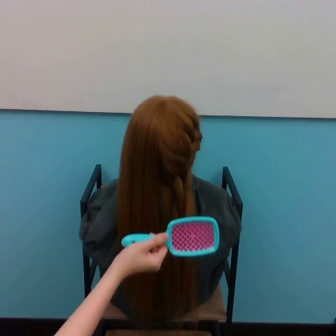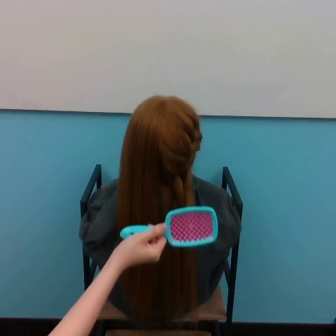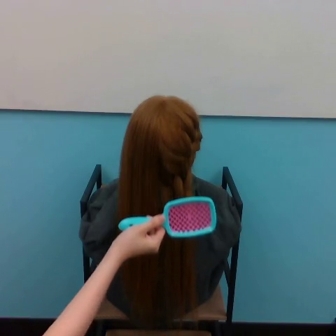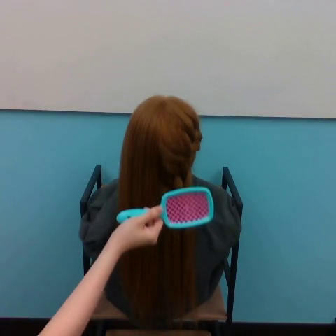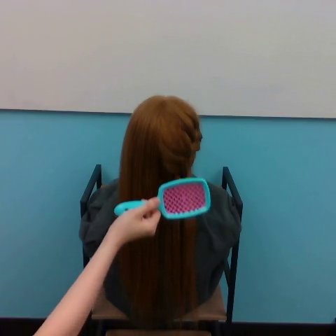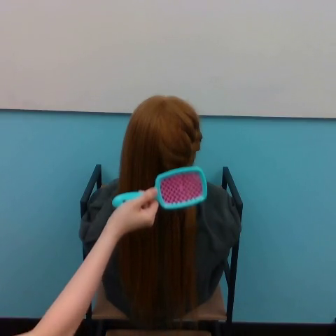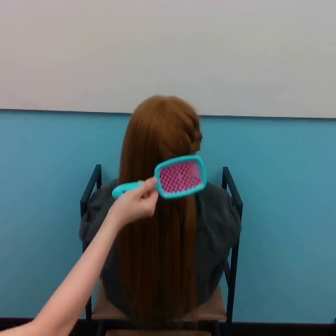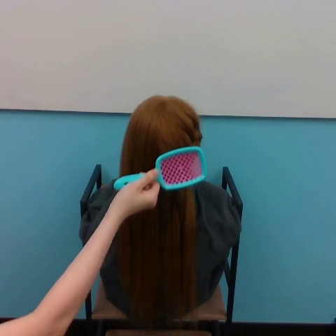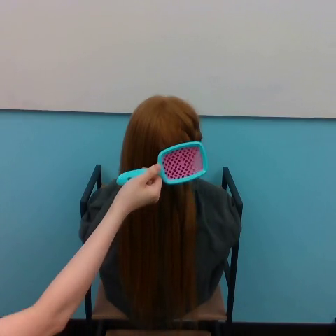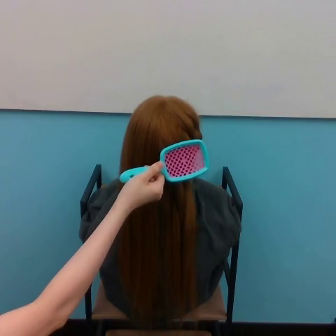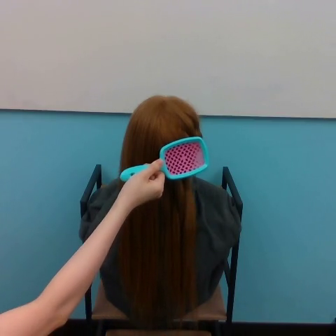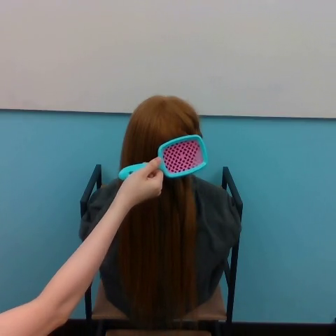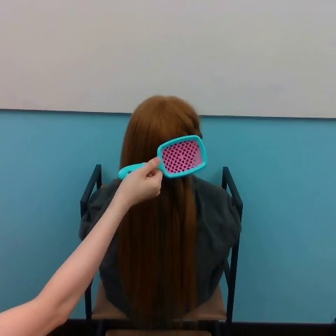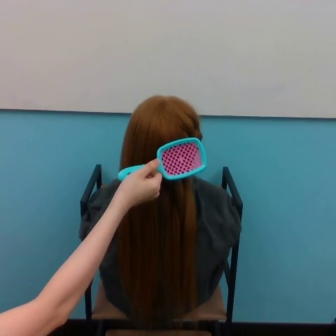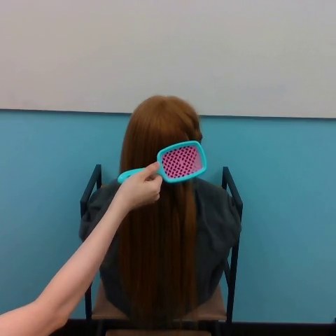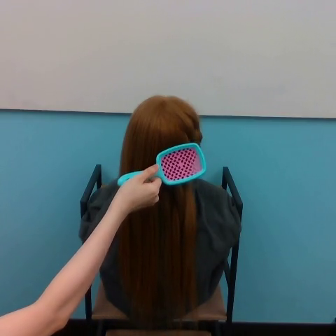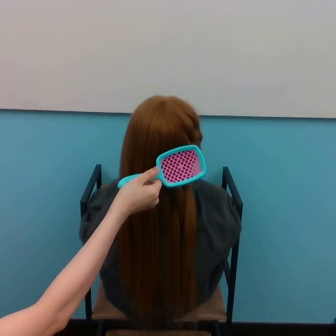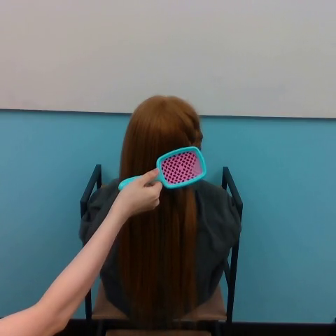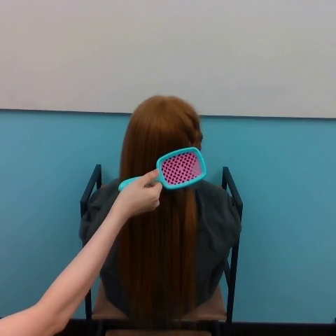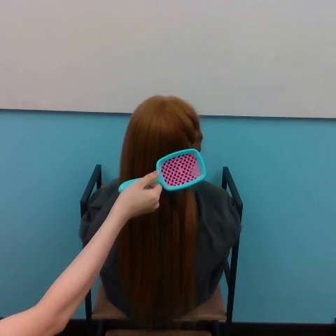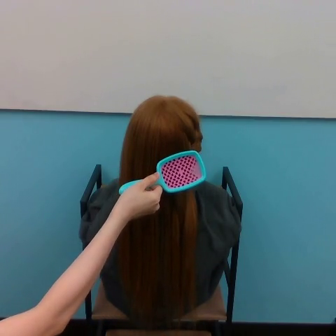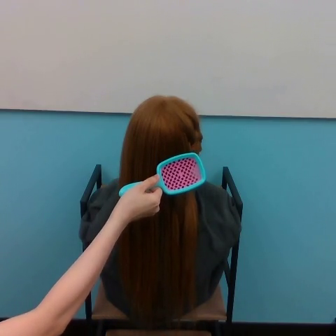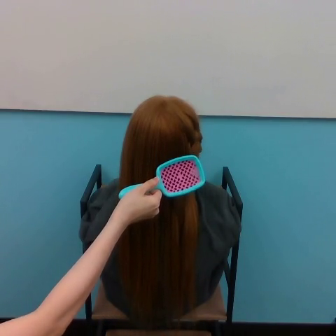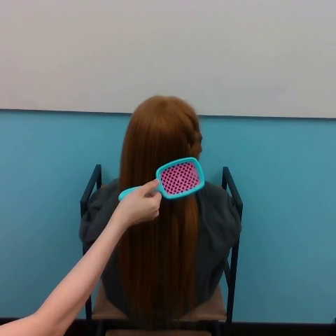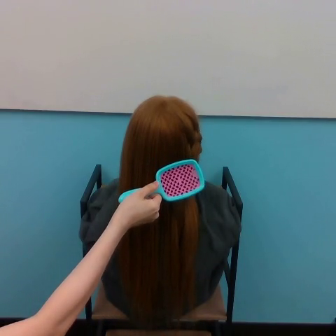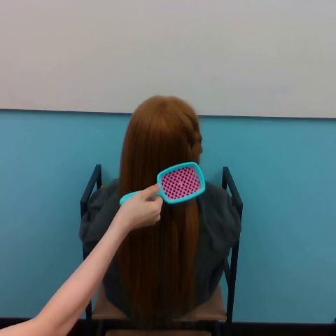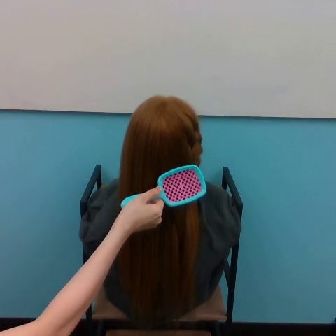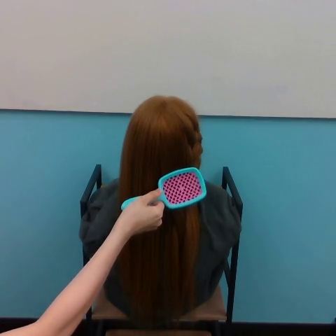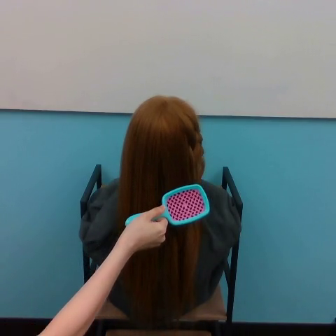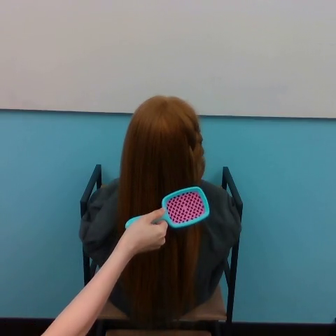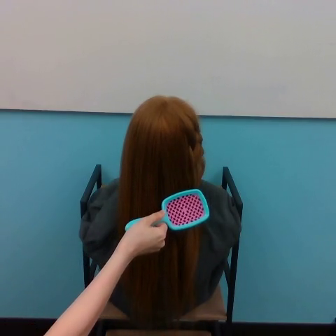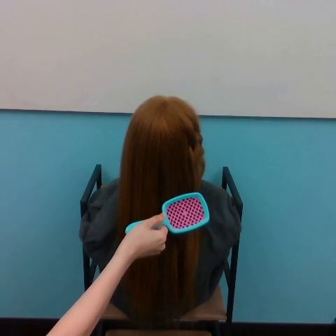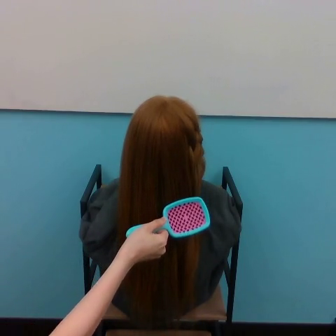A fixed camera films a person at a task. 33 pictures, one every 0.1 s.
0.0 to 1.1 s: The hand goes upward.
1.1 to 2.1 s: The hand goes downward.
2.1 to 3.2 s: The hand goes downward.
Task: brush hair.
